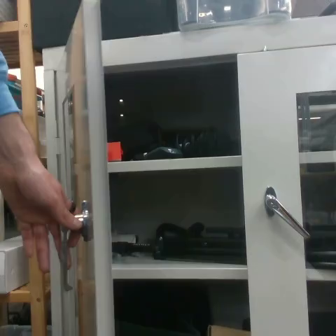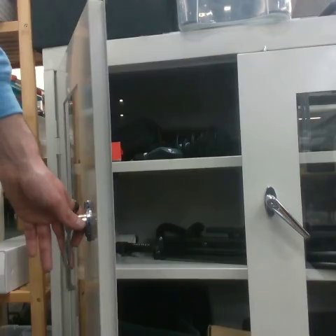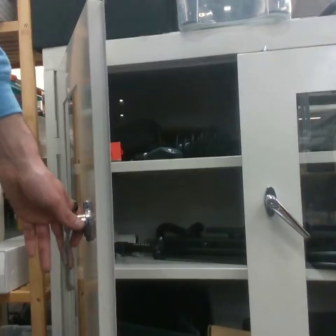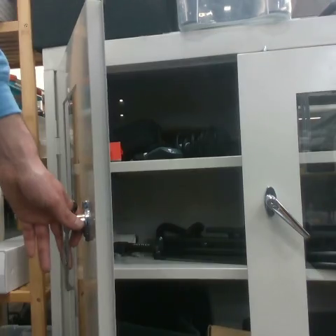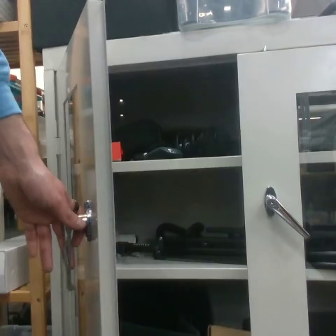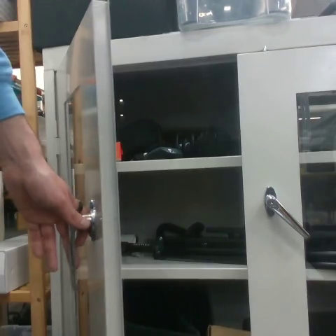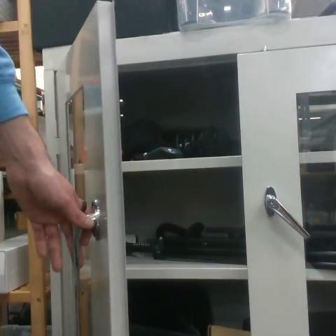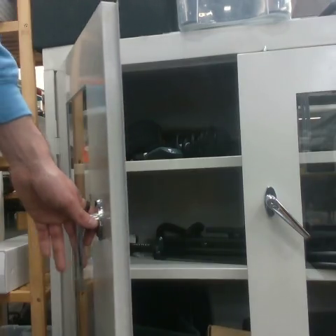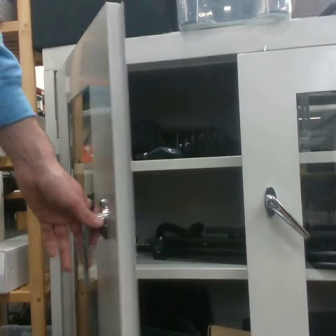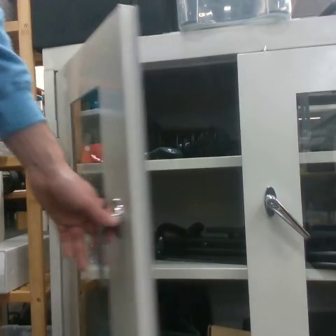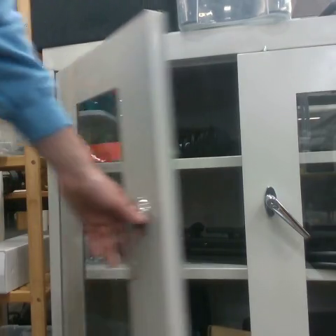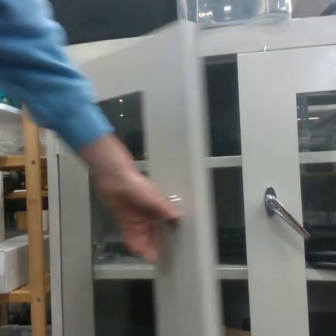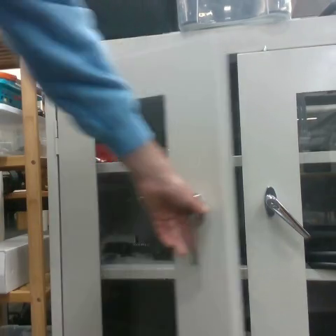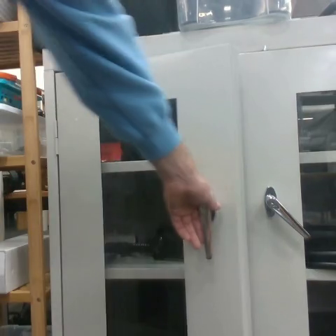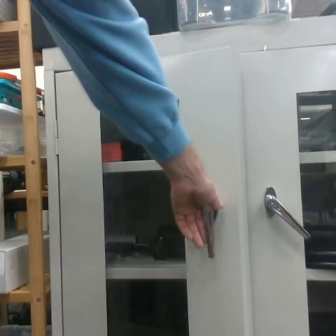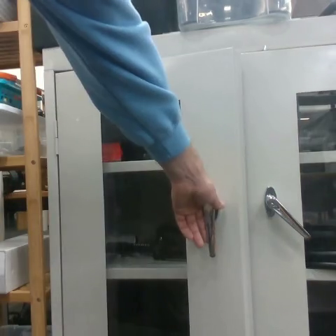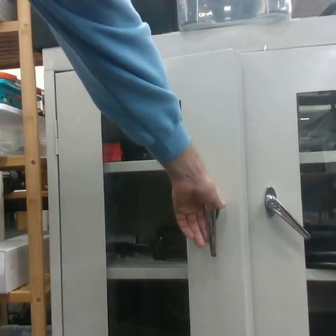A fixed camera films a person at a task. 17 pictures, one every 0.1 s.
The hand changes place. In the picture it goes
to the right.
0.0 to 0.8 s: The hand goes to the right, on a clockwise arc.
0.8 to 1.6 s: The hand goes to the right.
Task: close the cabinet.
Motion: move slowly to the right.
